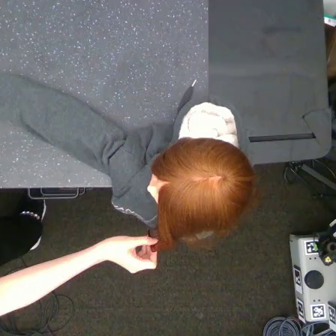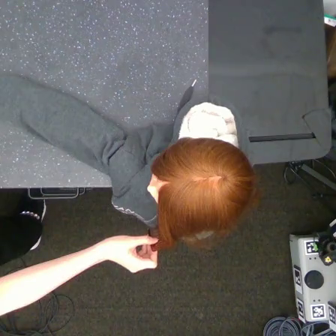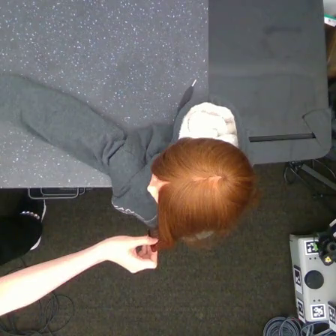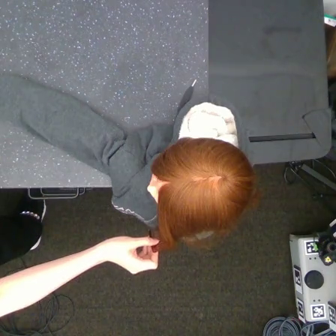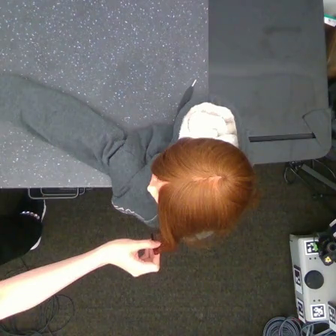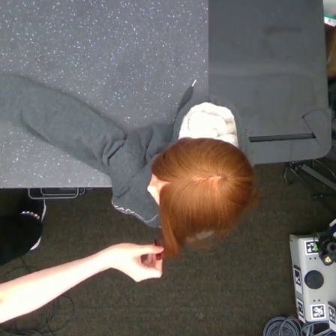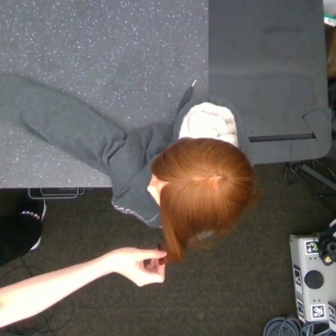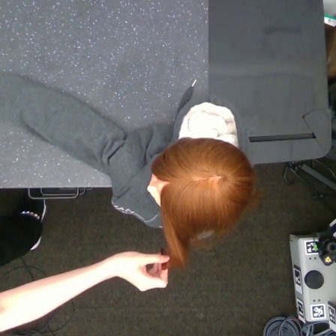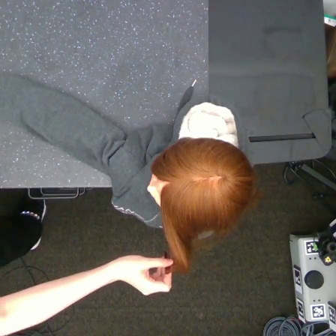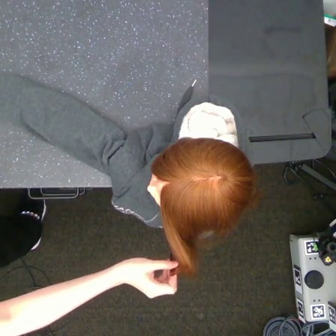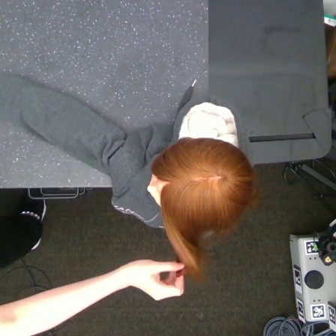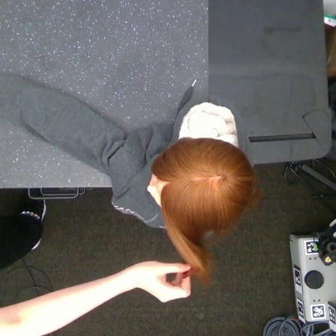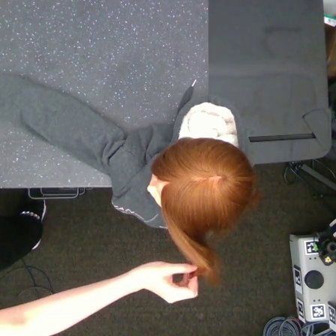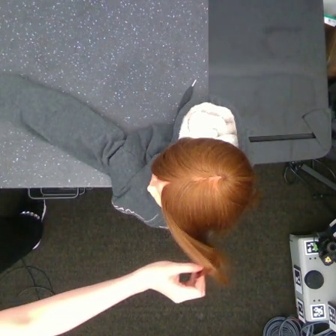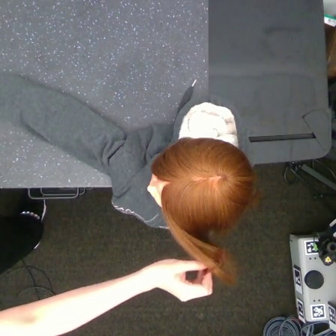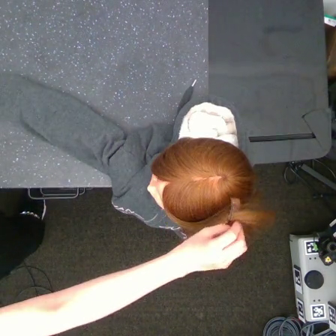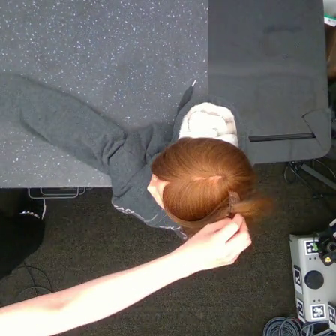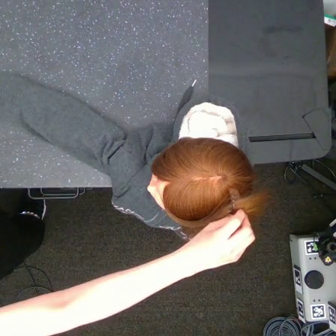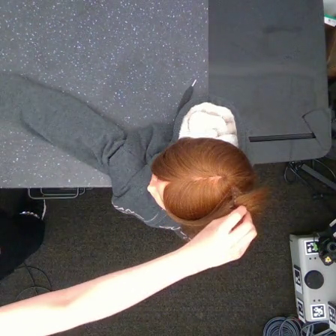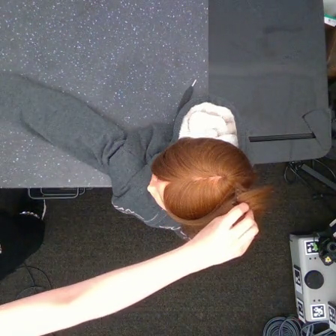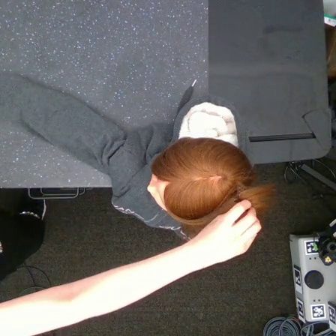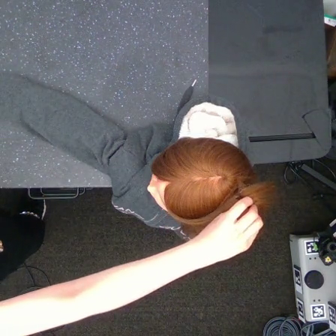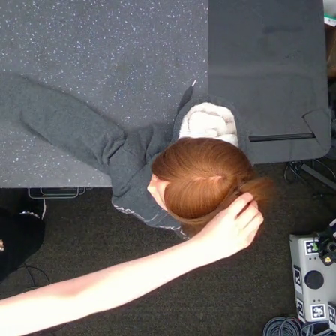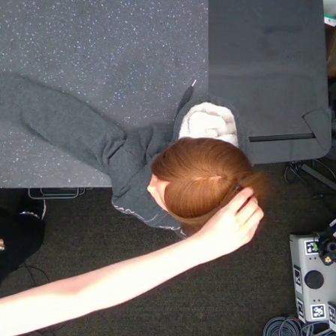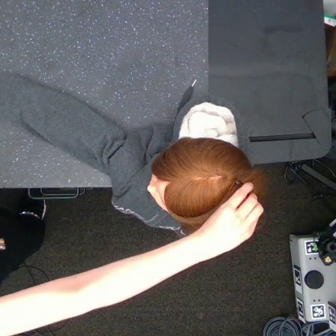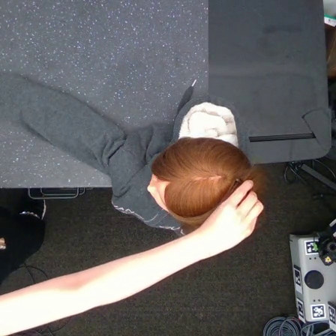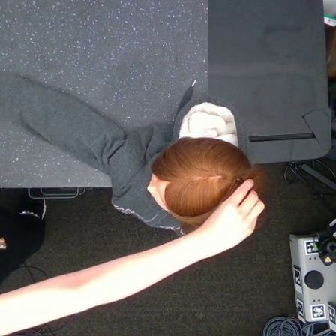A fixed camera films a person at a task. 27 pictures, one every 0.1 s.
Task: tidy side hair.
Motion: move downward and to the right, then move upward and to the right.
0.0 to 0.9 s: The hand goes downward and to the right.
0.9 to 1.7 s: The hand goes to the right and upward.
1.7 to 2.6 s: The hand goes upward.
